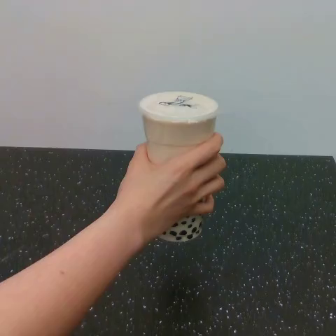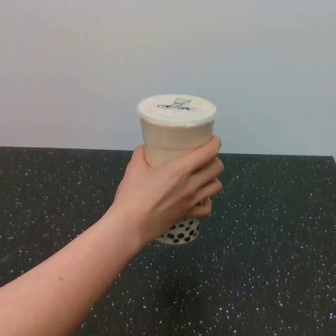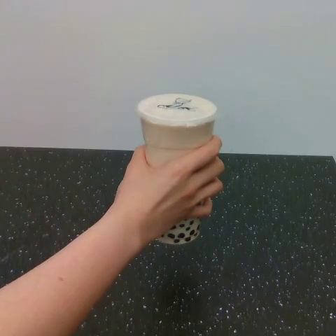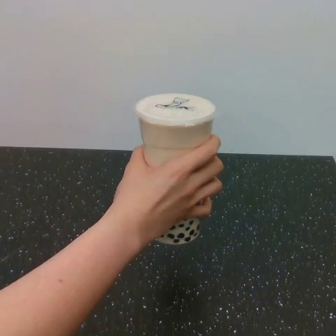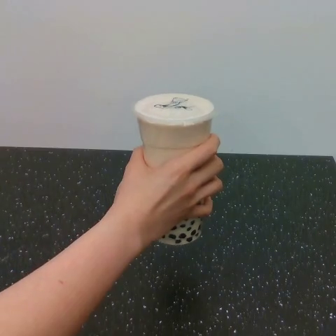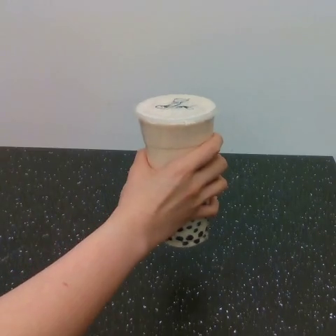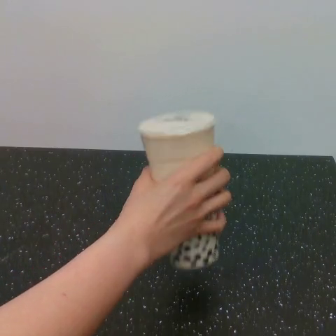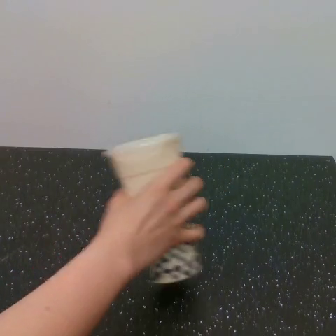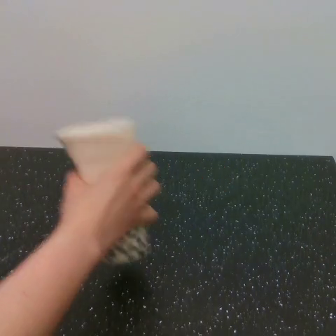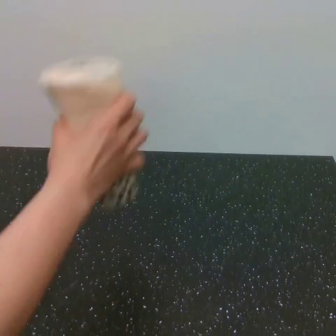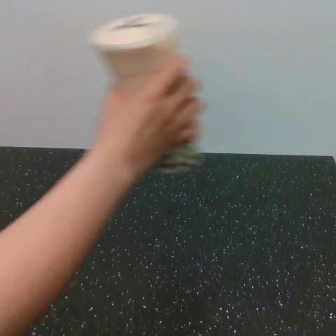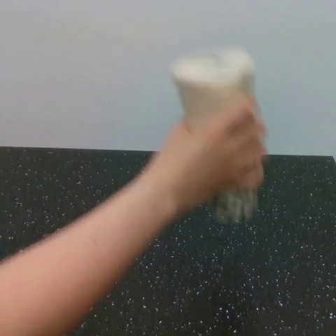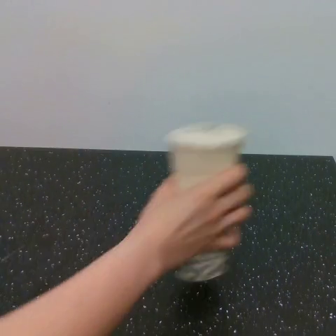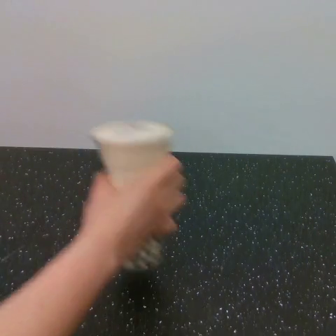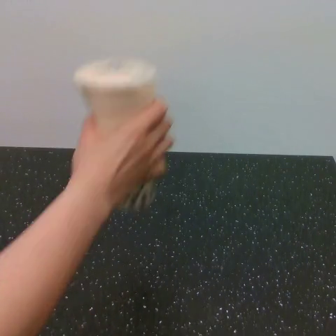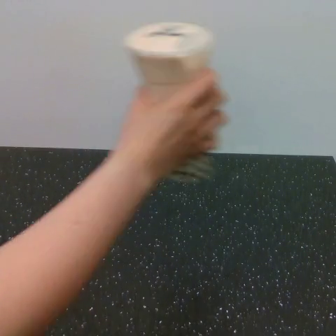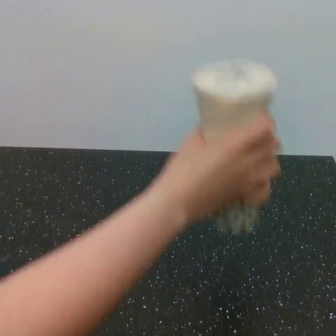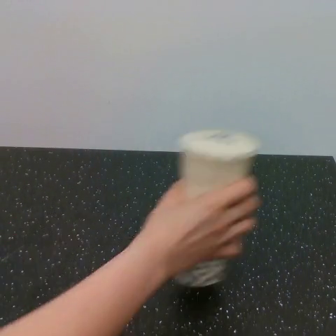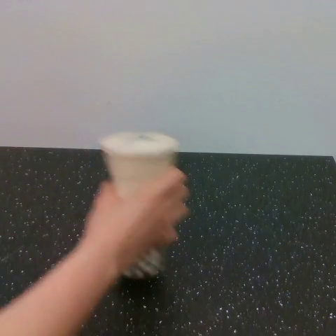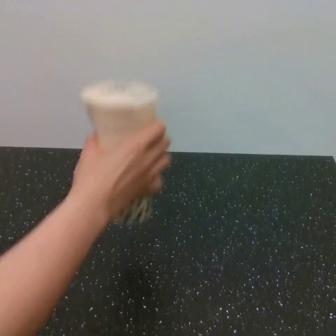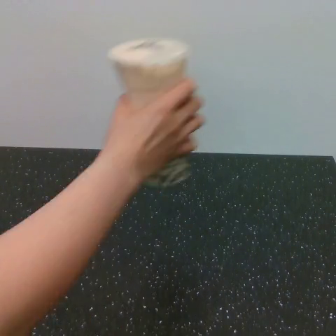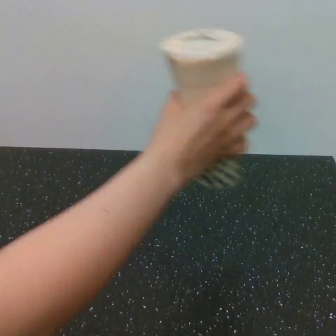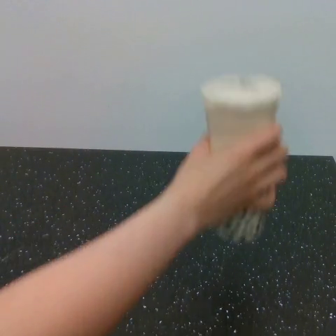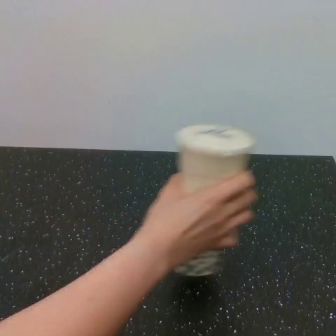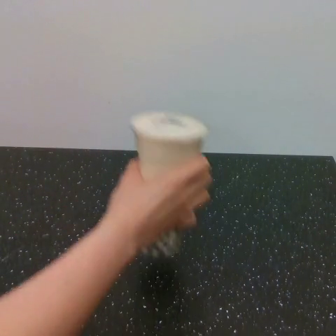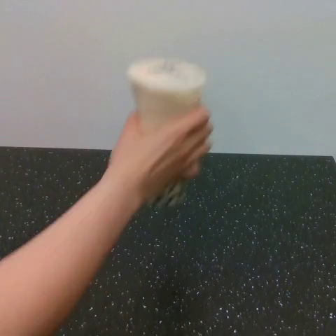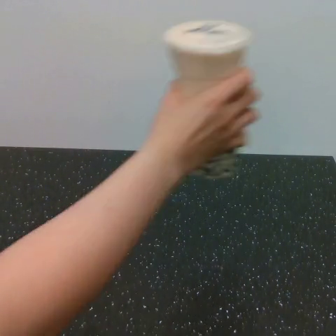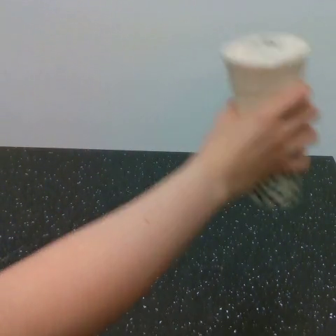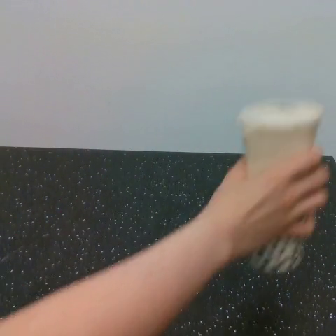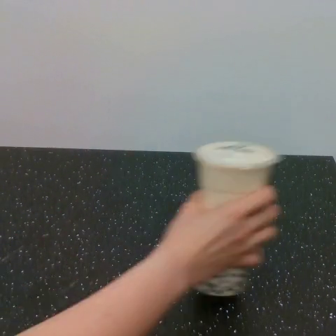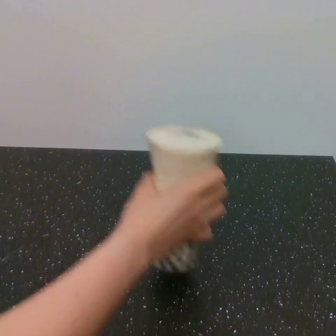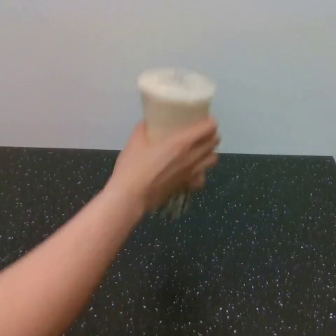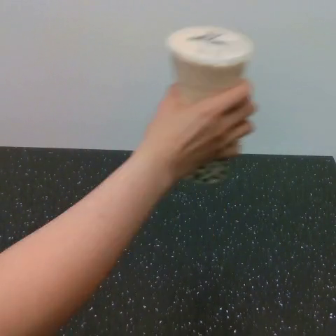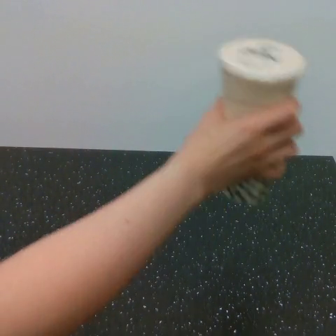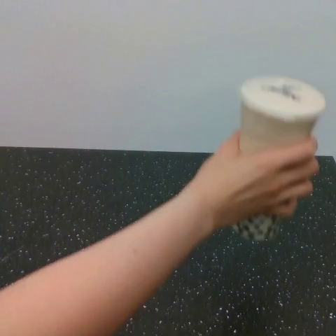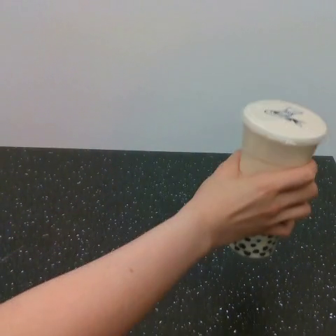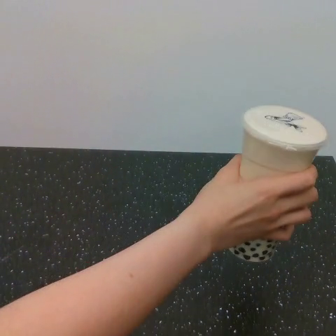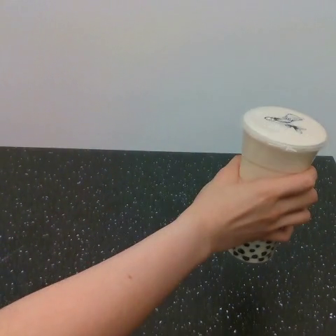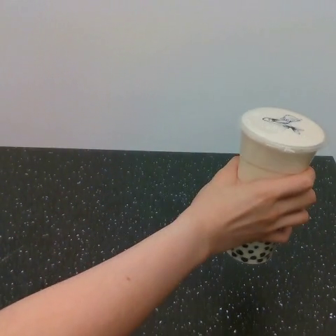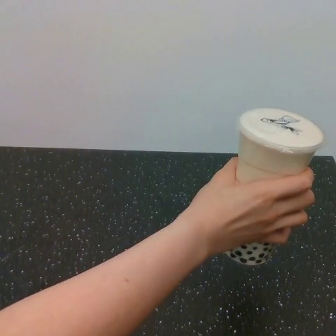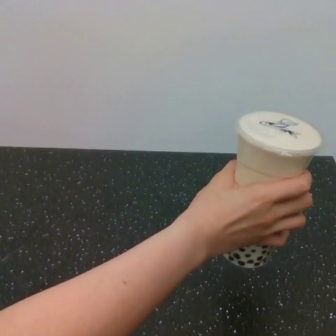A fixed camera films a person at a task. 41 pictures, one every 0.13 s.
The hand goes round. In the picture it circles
clockwise.
0.00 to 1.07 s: The hand goes to the left.
1.07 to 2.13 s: The hand goes to the right and upward, then downward, on a clockwise arc.
2.13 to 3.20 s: The hand goes to the left and downward, then to the right, on a clockwise arc.
3.20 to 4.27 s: The hand goes to the right and upward, then to the left, on a clockwise arc.
4.27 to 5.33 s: The hand goes downward and to the right, on a clockwise arc.
In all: It circles clockwise, turning through about 1800 degrees.
Task: shake the boba.
Motion: move to the right, while making 5 circular motions clockwise.
